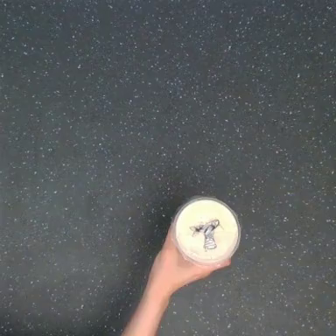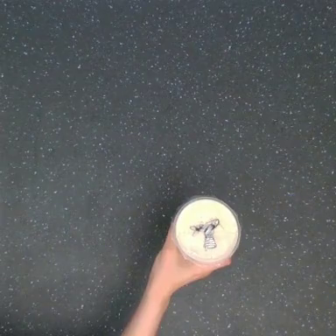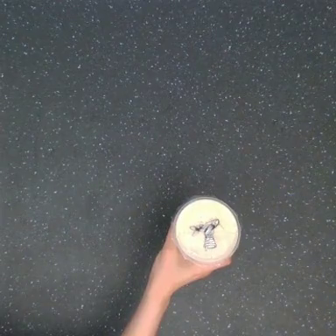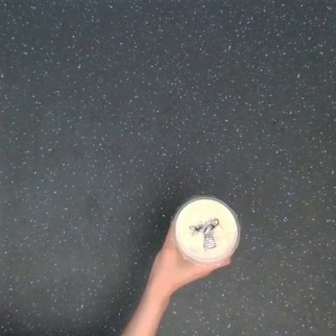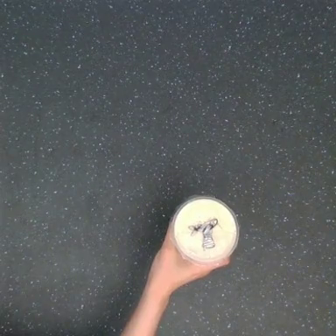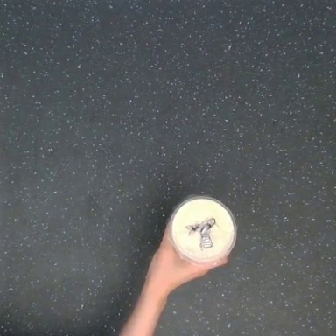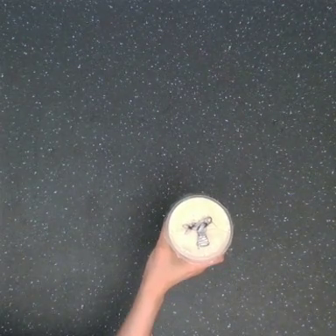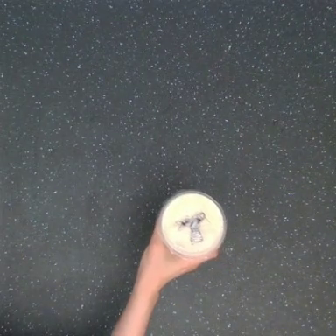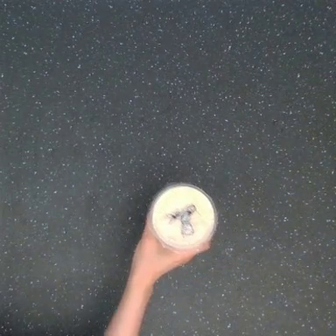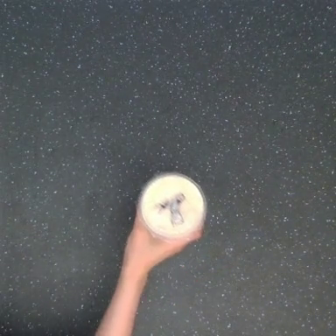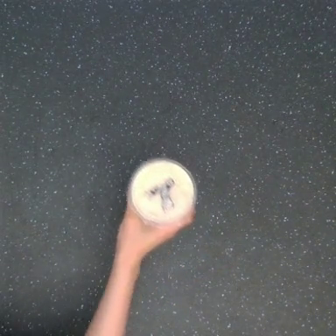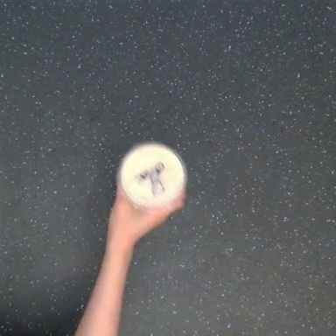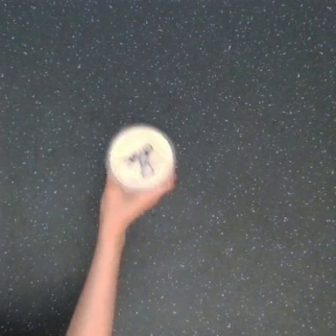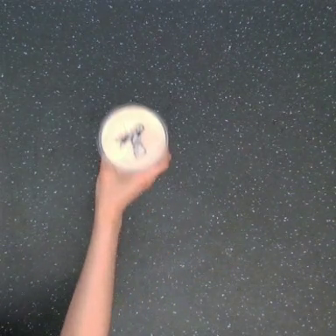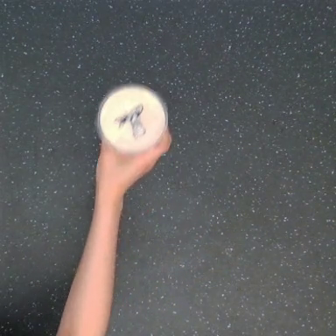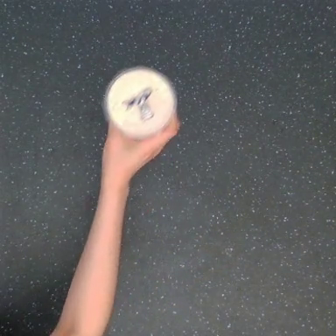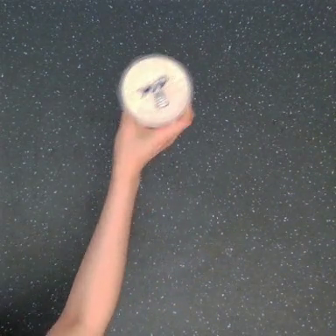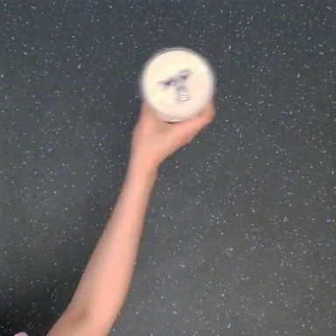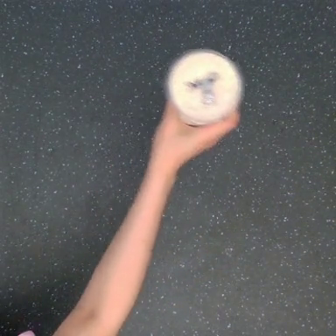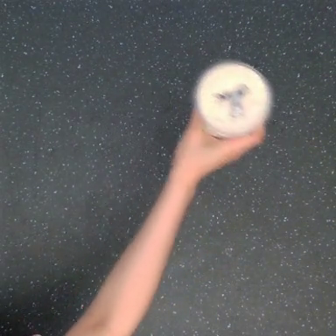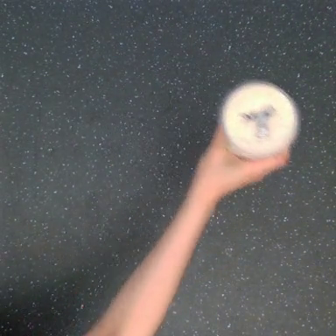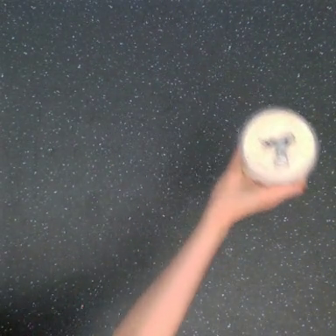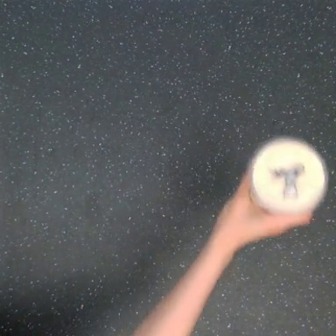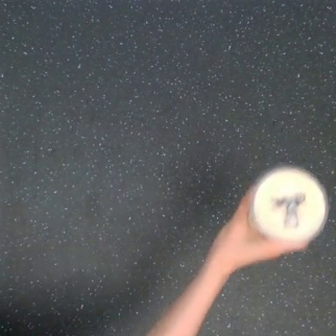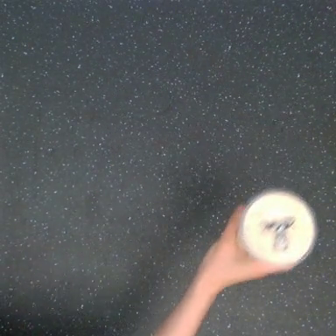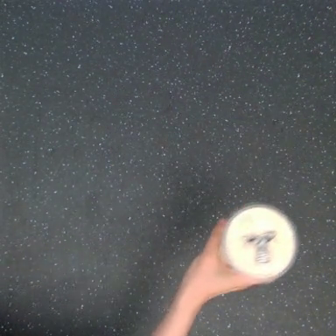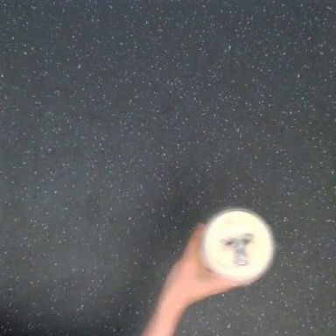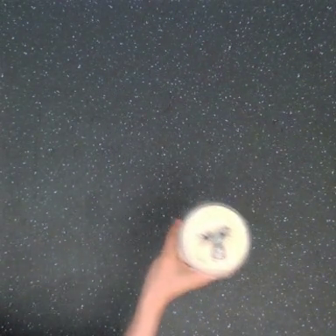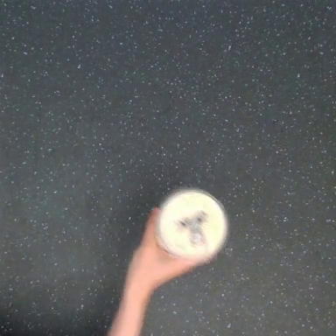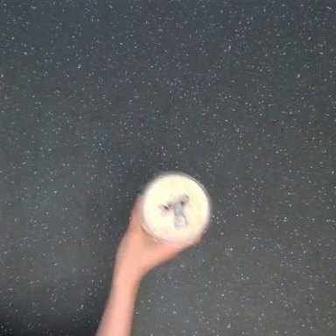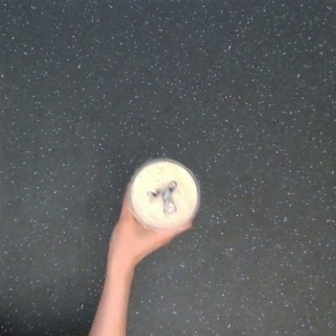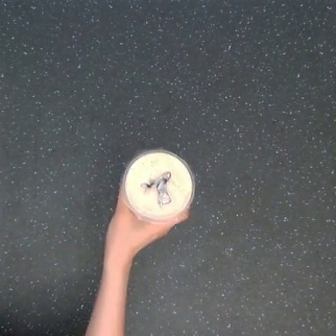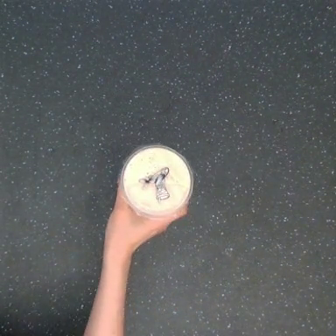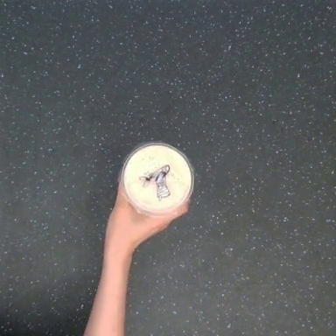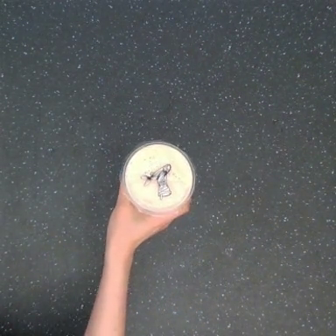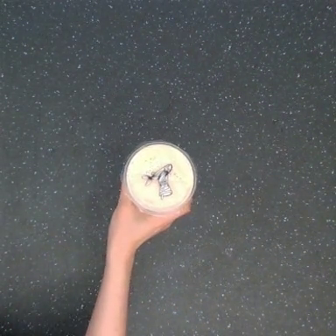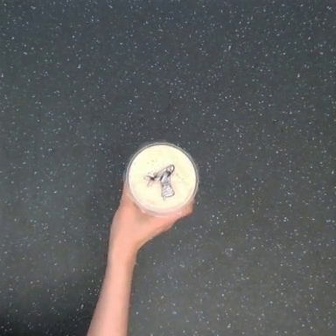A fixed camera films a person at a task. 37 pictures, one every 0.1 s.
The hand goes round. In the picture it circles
clockwise.
0.0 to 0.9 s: The hand goes to the left and upward.
0.9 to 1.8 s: The hand goes upward.
1.8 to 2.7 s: The hand goes downward and to the right, then to the left.
2.7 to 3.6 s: The hand goes upward and to the left.
In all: It circles clockwise, turning through about 360 degrees.
Task: shake the boba.
Motion: make a circular motion clockwise.
